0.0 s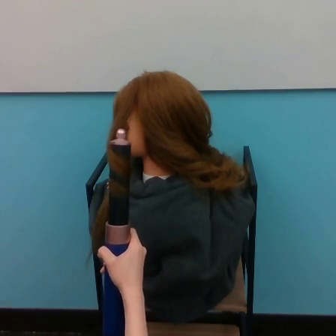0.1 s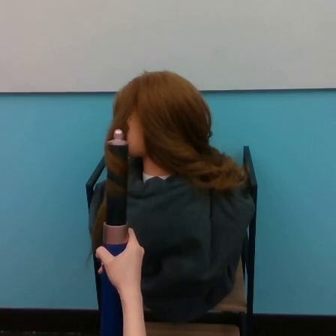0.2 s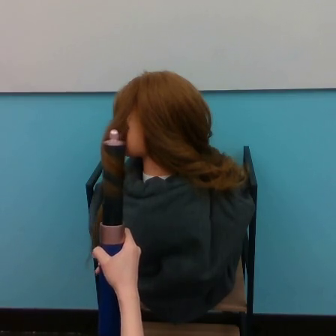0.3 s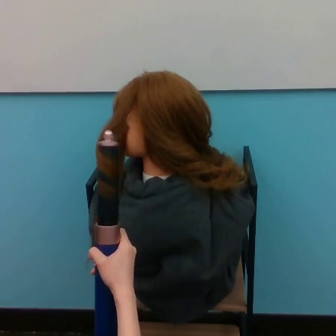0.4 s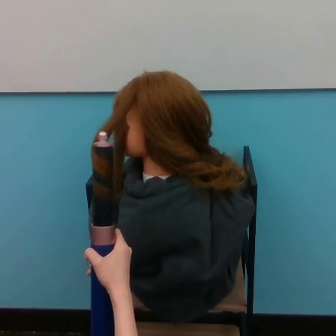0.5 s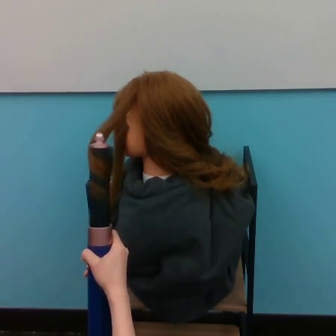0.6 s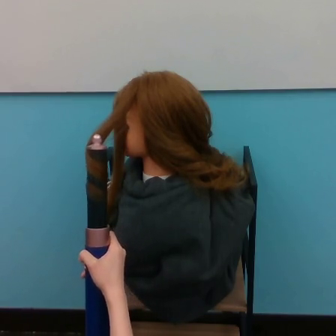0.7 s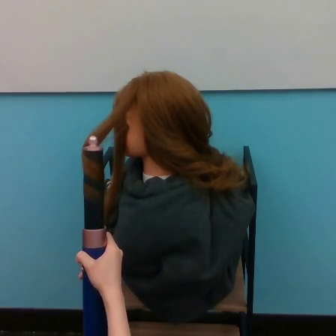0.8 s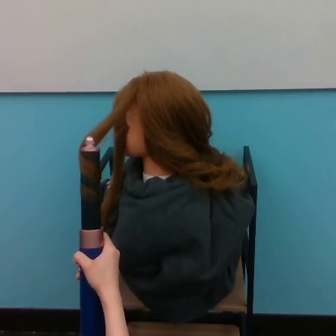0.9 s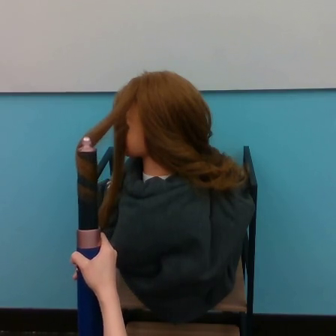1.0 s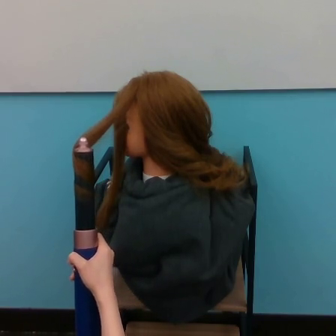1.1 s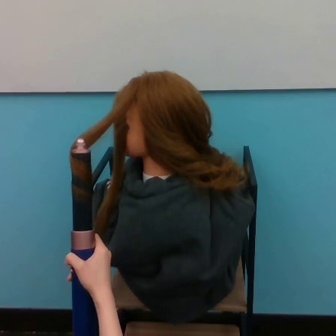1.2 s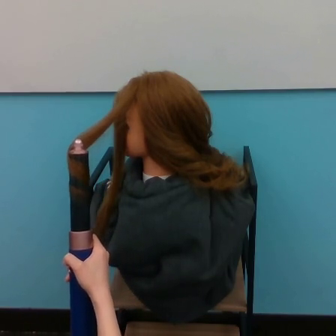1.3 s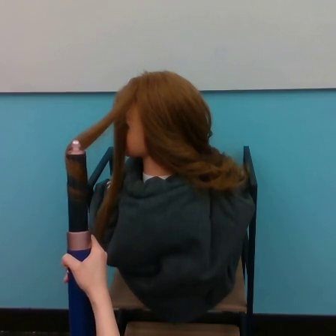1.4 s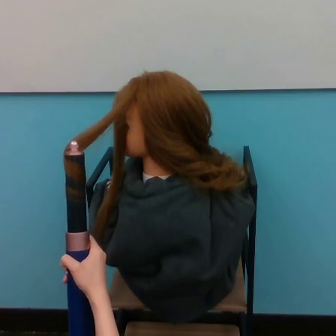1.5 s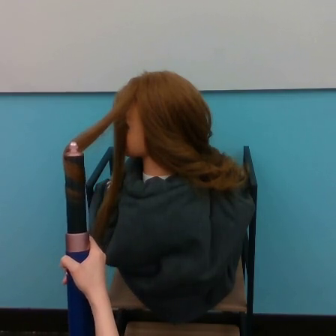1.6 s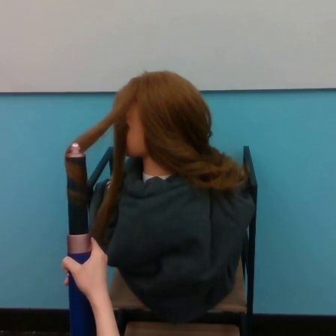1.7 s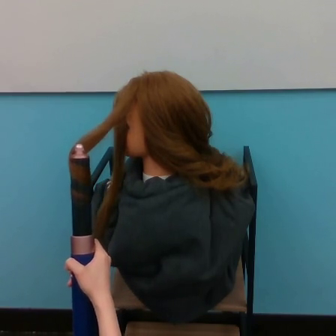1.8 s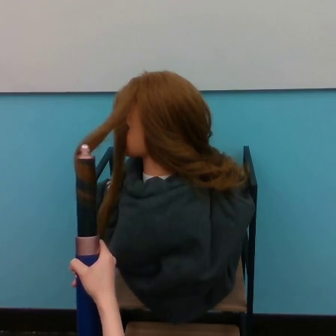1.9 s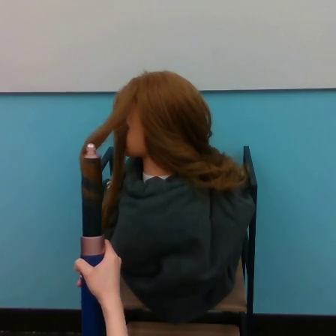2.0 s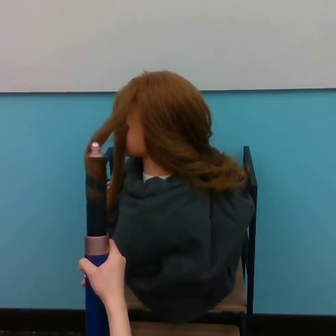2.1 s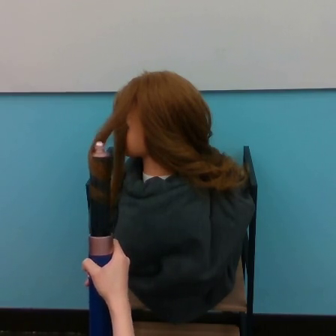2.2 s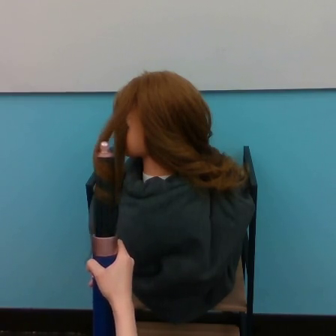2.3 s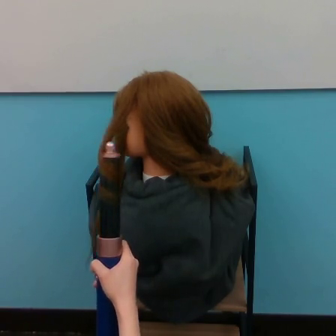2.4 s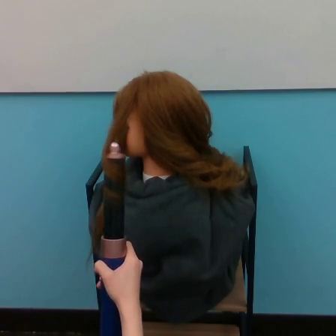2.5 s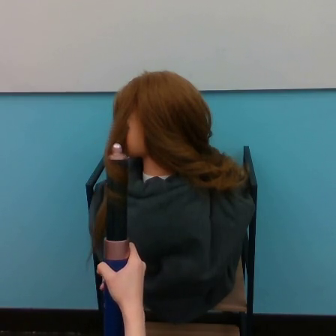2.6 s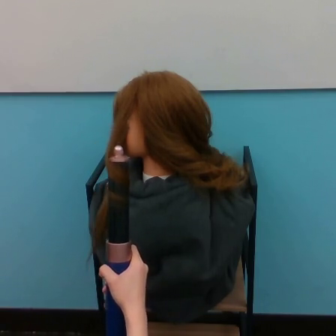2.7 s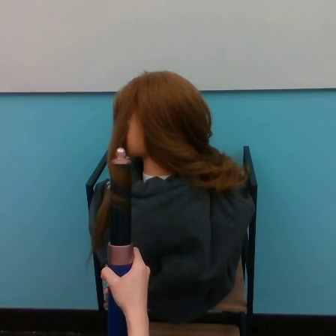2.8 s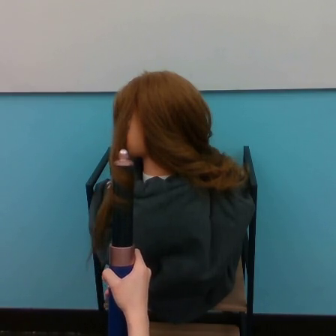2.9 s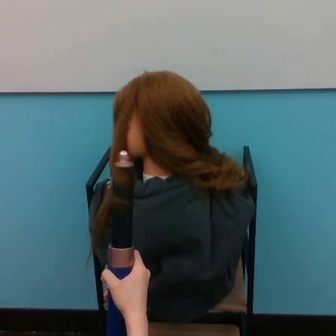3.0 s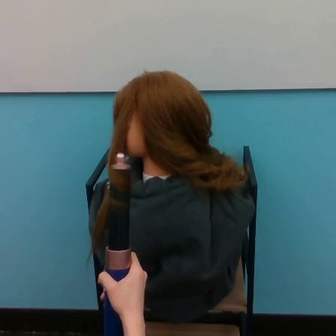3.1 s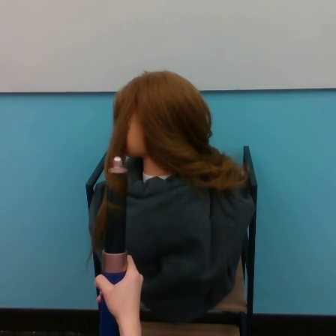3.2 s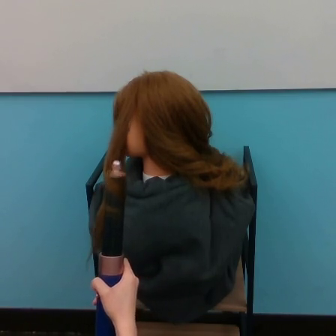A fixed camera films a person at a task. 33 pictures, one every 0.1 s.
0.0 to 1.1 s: The hand goes to the left.
1.1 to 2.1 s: The hand goes to the right.
2.1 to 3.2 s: The hand goes to the right, on a clockwise arc.
Task: curl hair.
